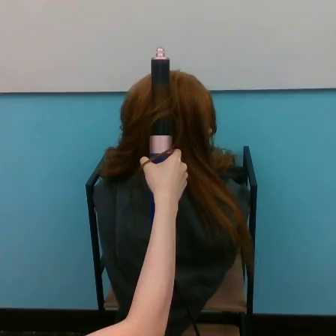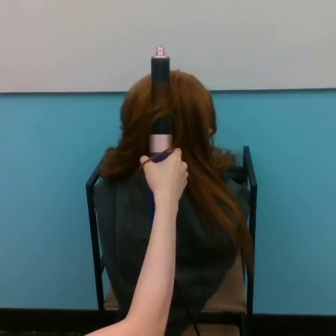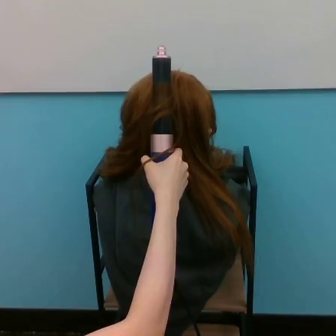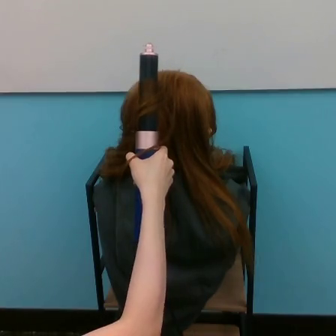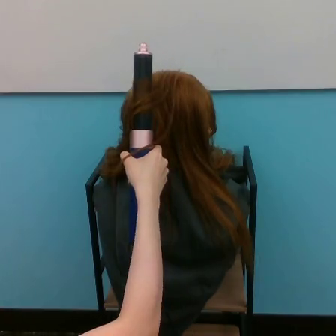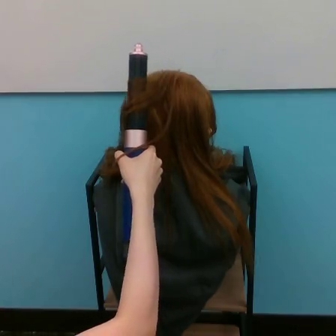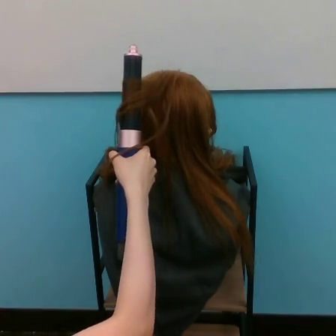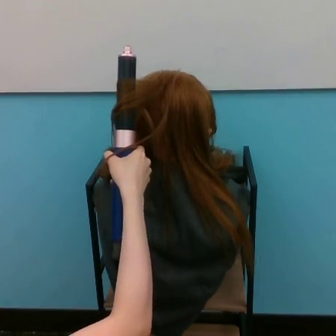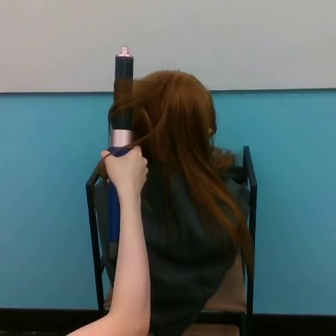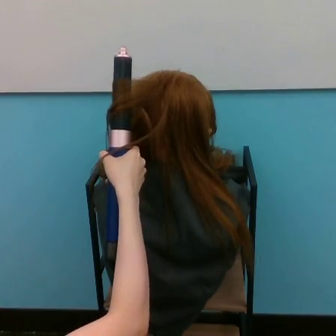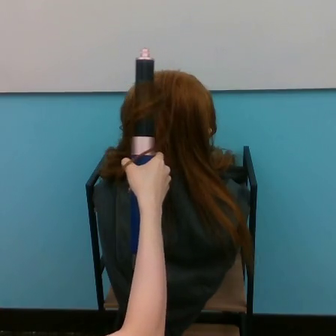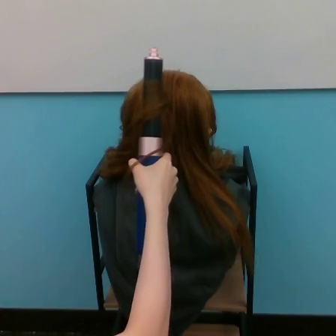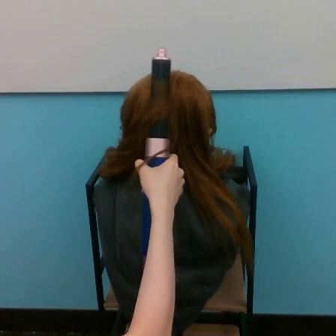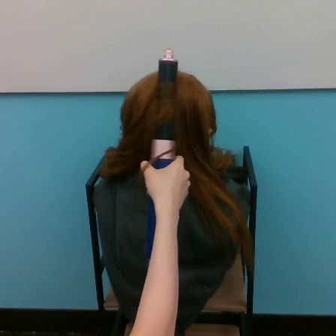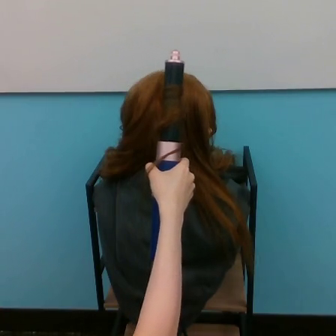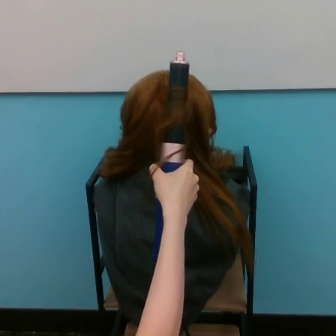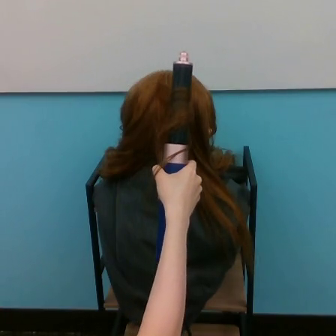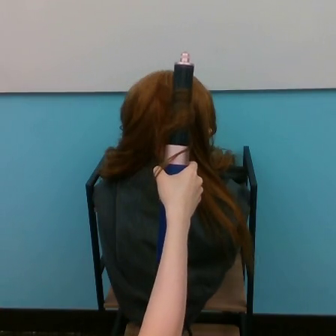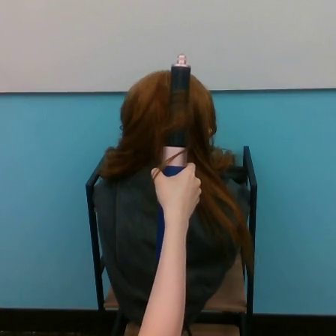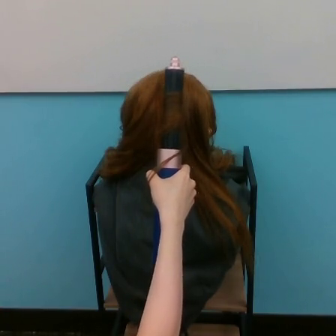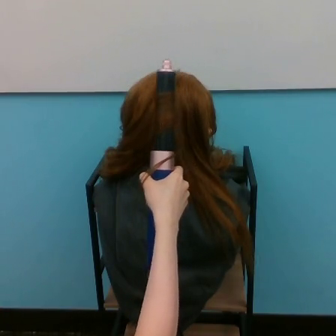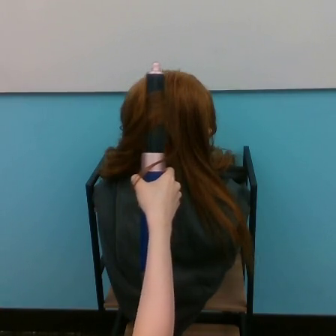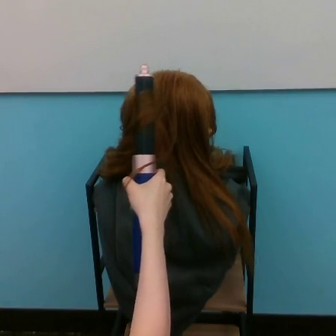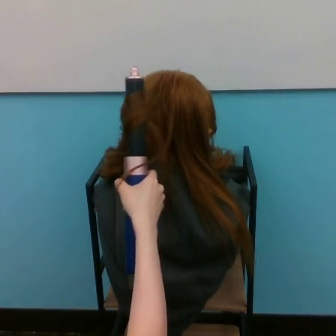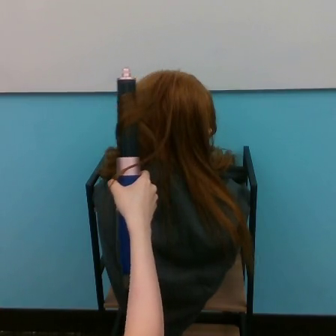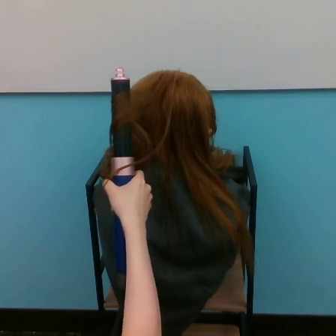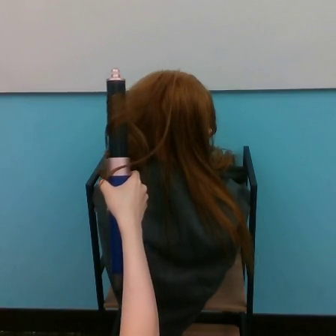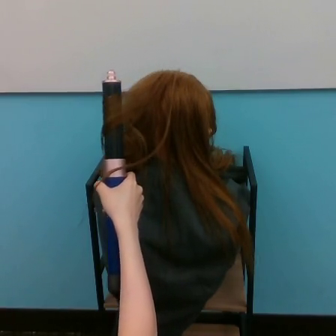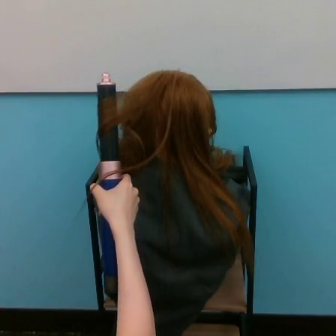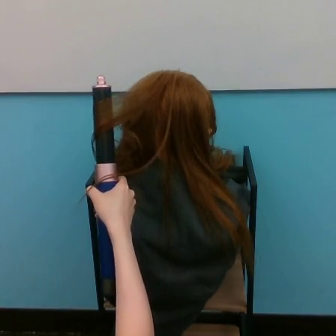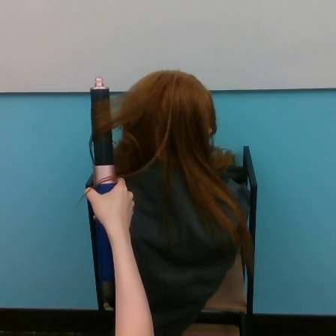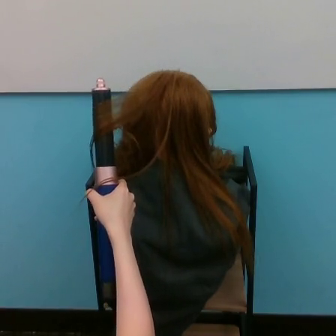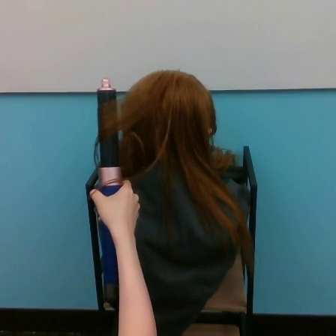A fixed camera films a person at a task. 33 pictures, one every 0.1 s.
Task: curl hair.
0.0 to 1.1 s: The hand goes to the left, then to the right.
1.1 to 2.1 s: The hand goes to the right, then to the left.
2.1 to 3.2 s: The hand goes to the left.
